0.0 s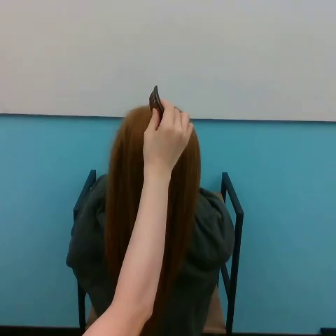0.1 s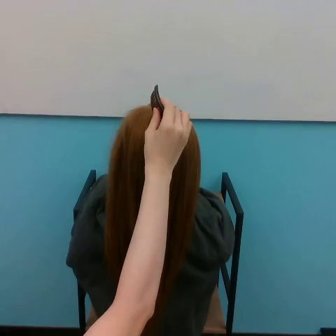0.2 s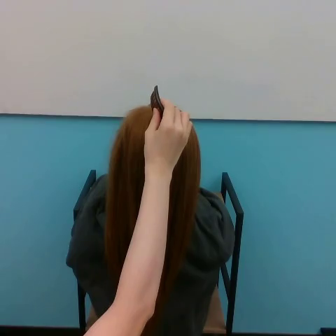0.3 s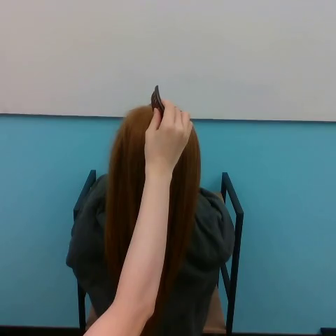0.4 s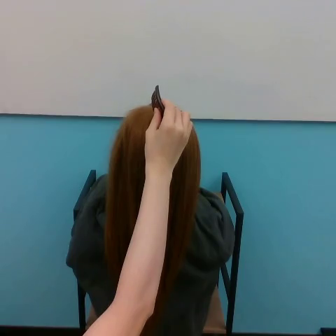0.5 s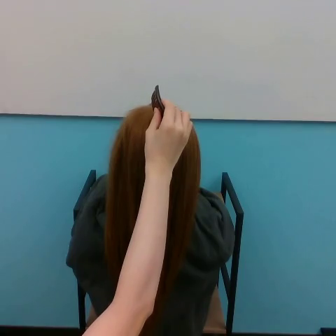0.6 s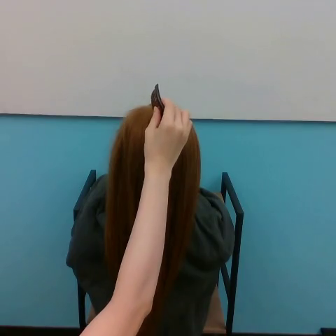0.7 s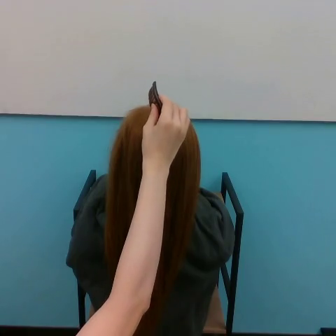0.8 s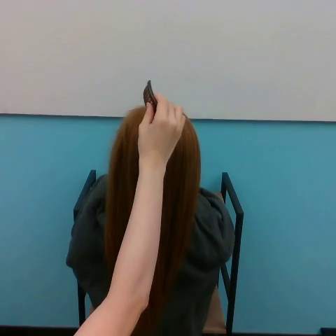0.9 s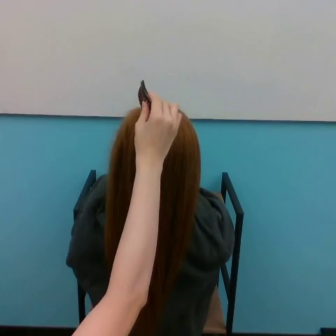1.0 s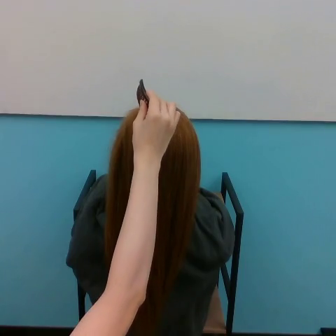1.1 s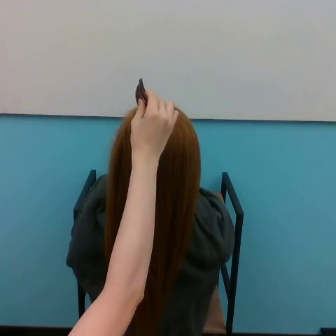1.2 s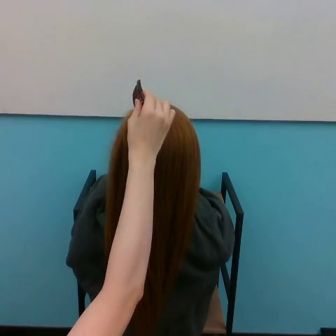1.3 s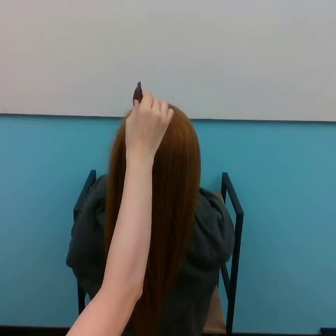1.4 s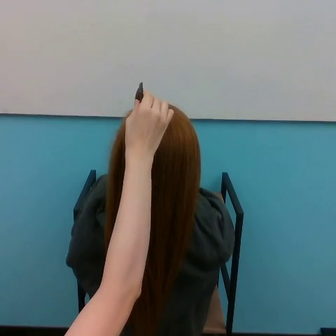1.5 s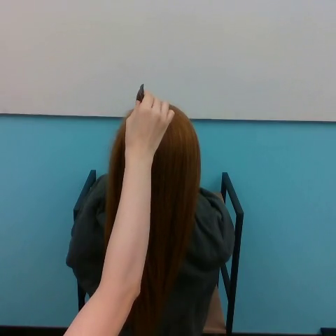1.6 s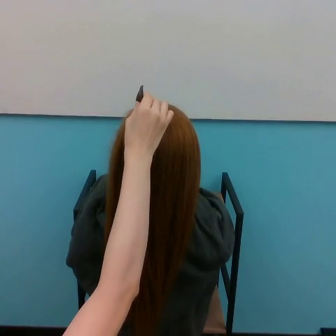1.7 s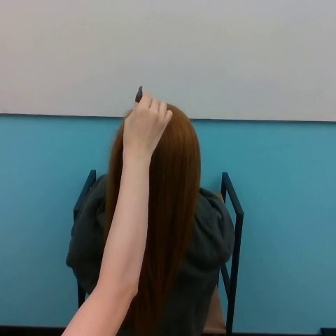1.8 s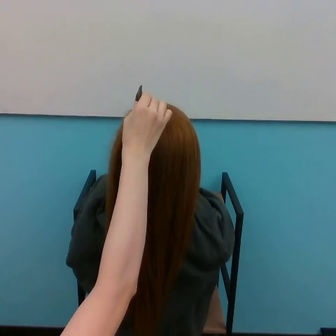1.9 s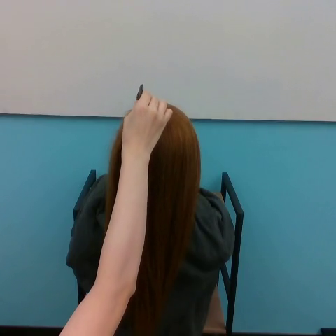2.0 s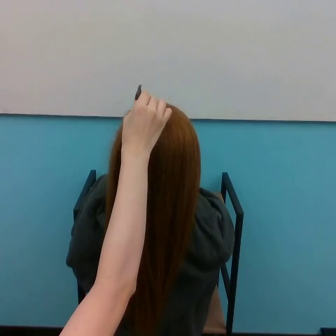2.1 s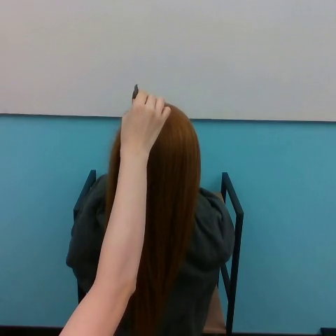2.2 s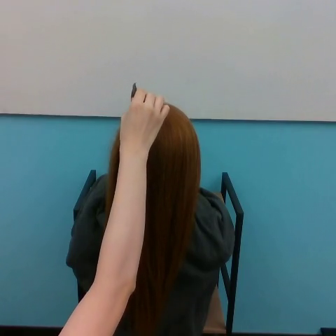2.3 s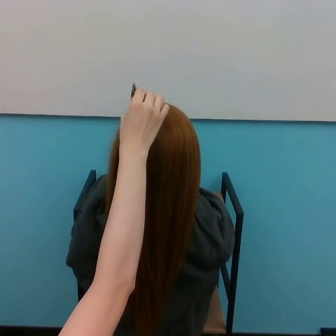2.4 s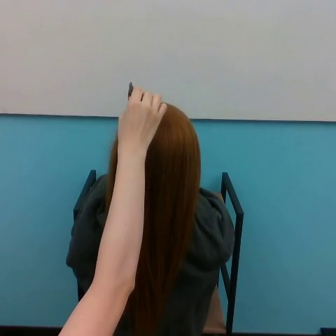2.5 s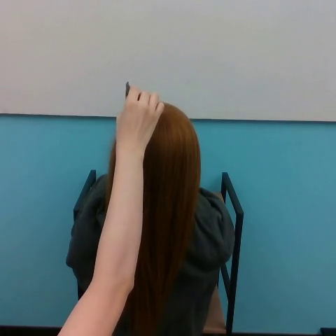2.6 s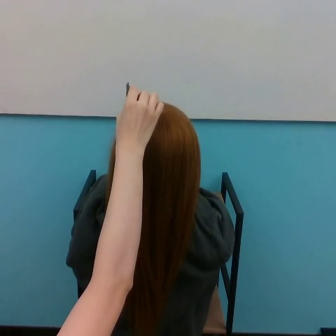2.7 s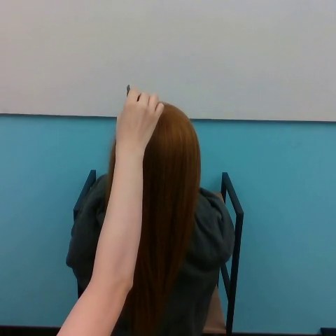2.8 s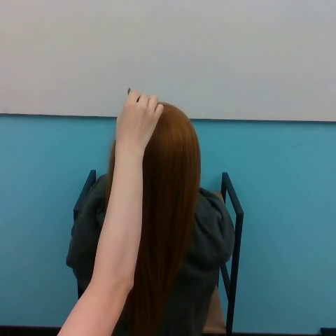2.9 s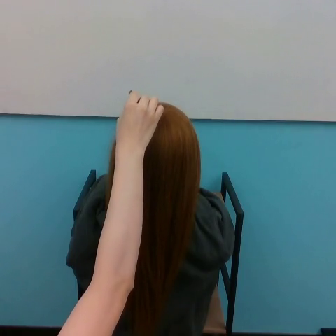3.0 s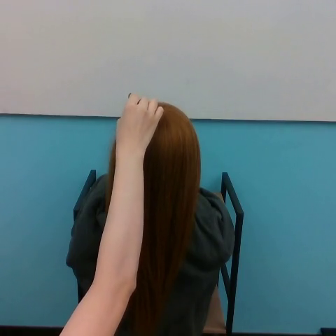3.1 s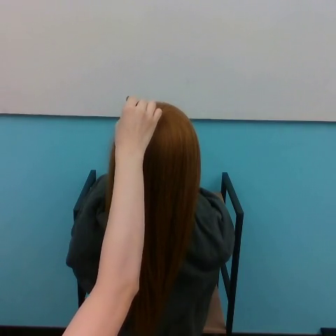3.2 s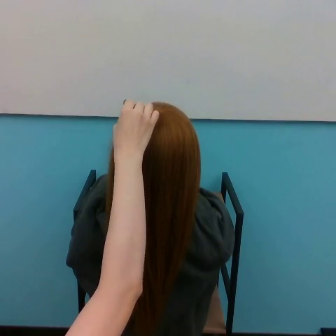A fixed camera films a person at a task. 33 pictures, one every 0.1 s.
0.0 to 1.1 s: The hand goes to the left.
1.1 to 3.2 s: The hand goes to the left.
Task: brush hair.
